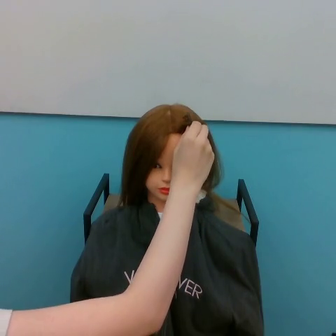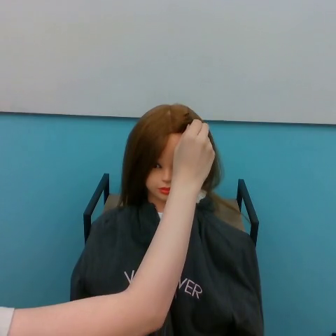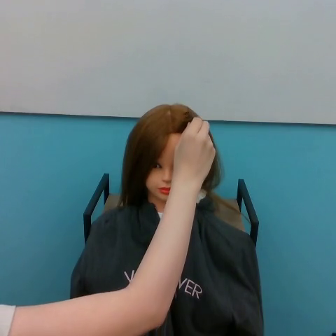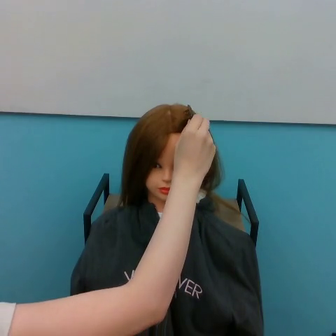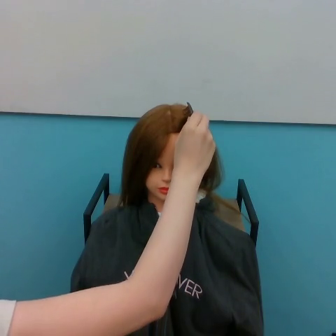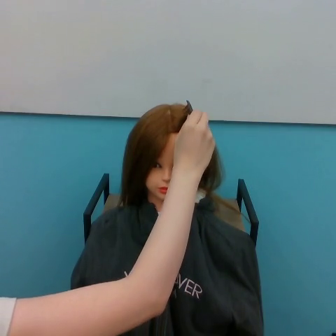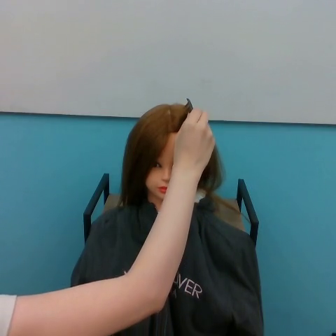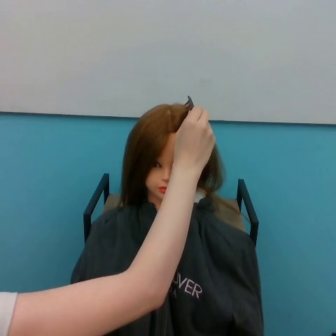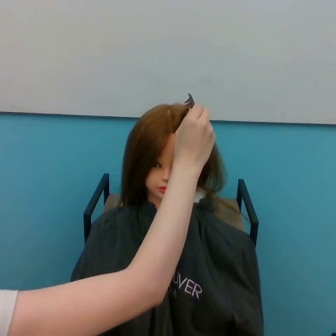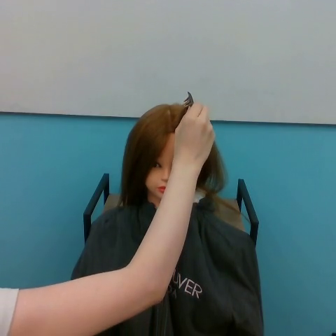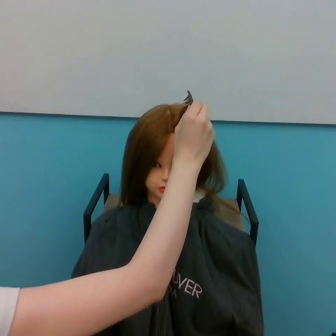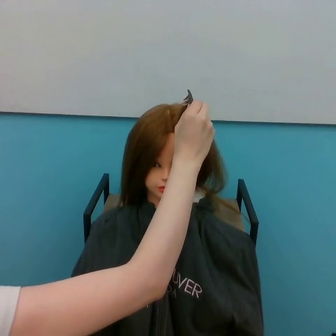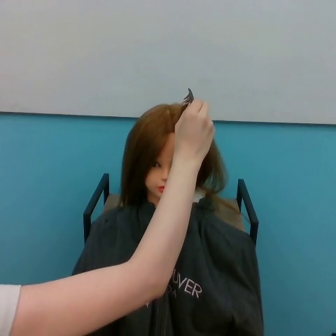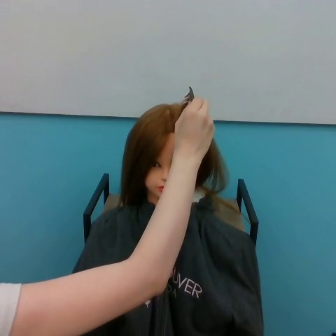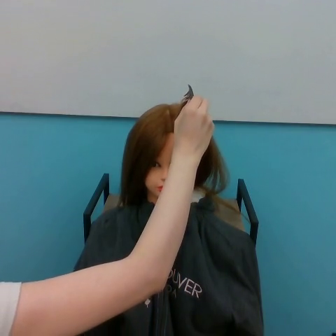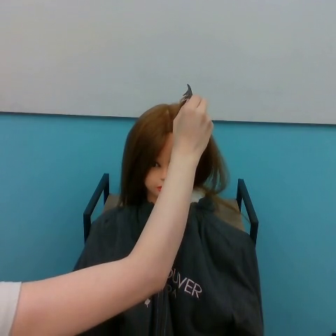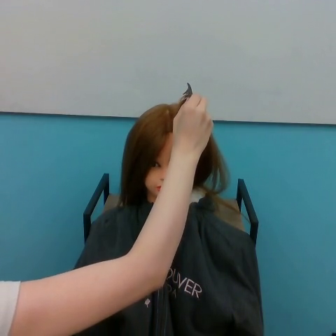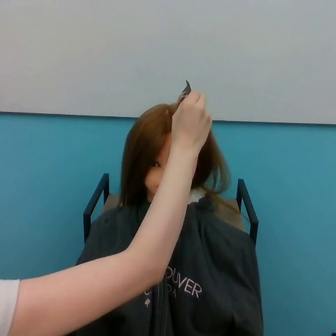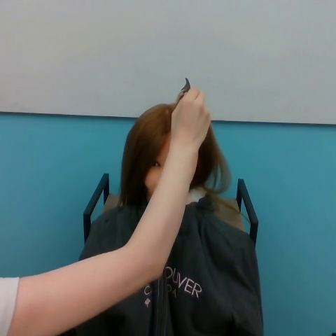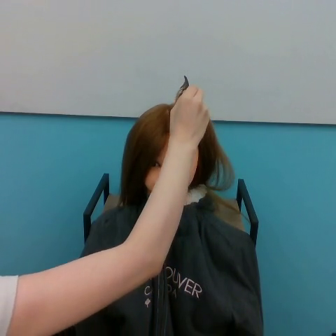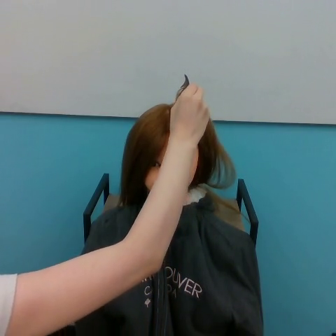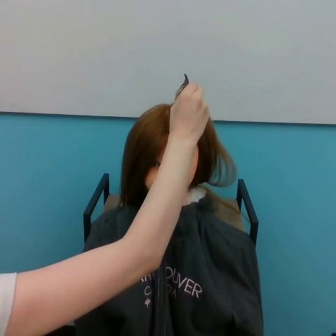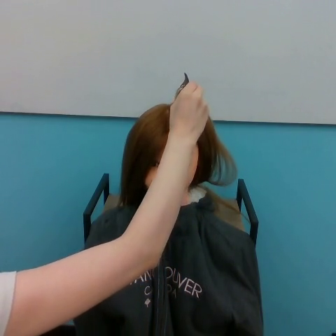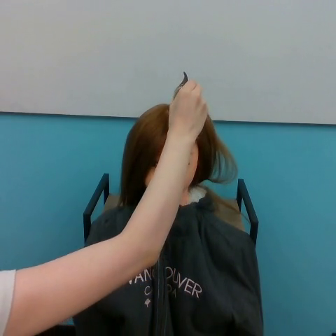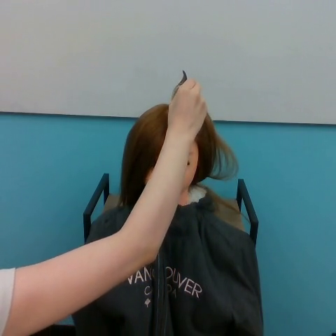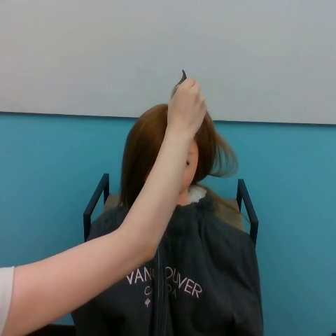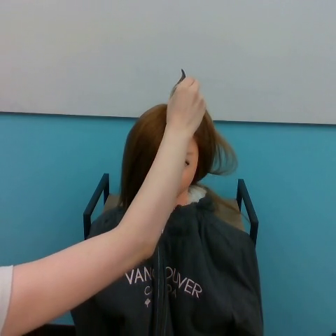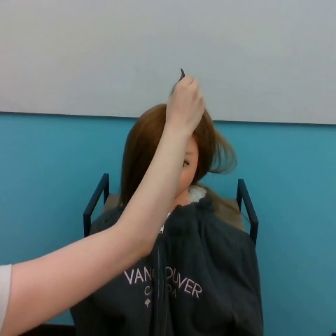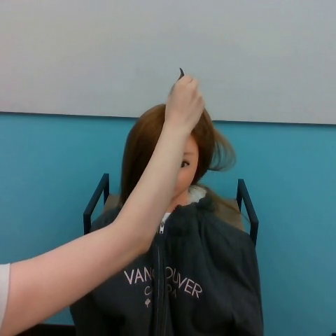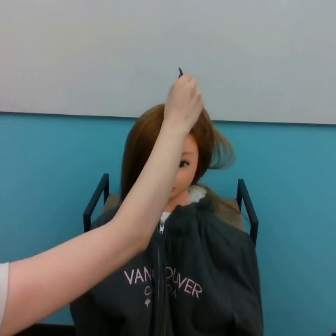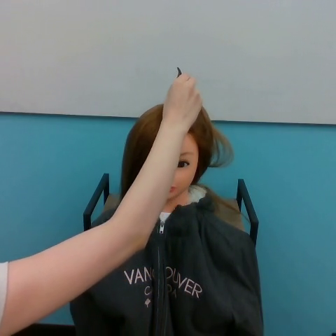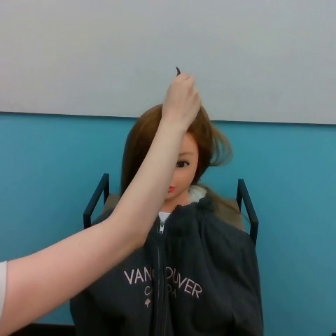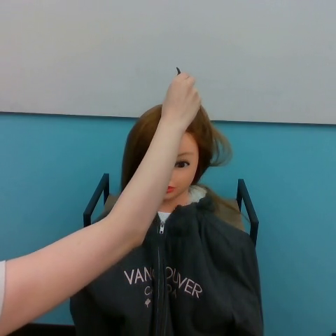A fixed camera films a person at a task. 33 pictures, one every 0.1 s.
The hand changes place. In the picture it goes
upward.
0.0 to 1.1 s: The hand goes upward.
1.1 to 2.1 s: The hand goes upward.
2.1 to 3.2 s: The hand moves only a little.
Task: part hair.
